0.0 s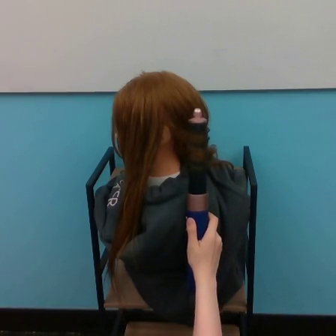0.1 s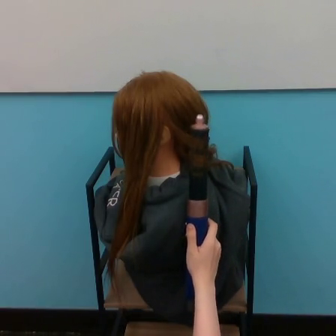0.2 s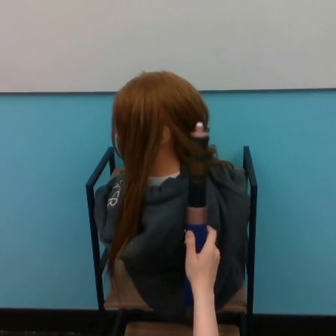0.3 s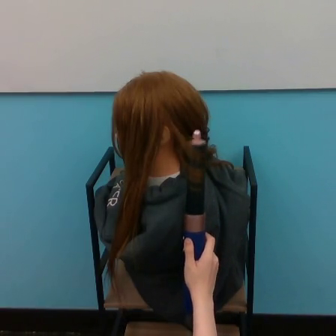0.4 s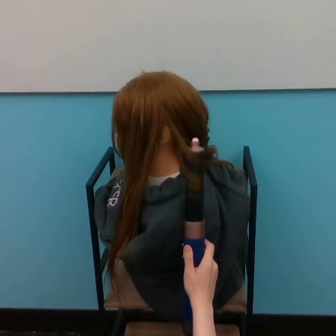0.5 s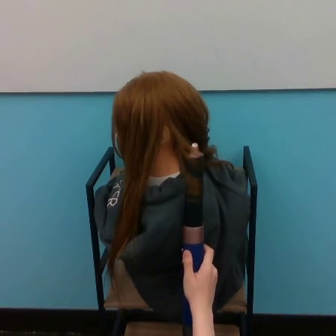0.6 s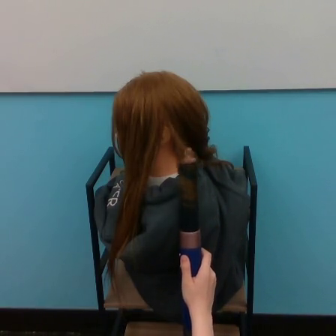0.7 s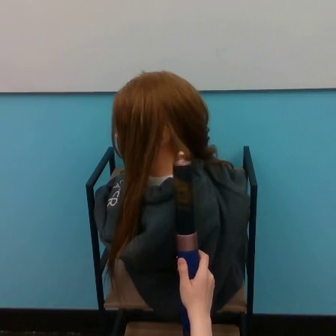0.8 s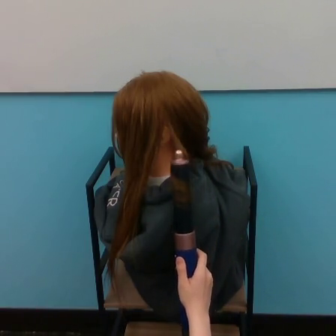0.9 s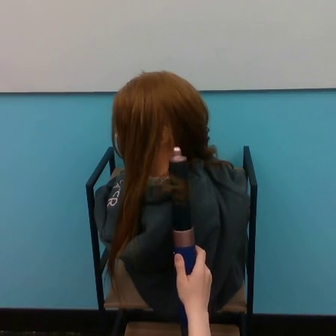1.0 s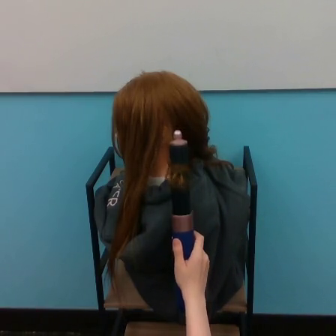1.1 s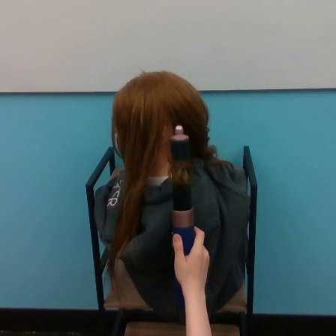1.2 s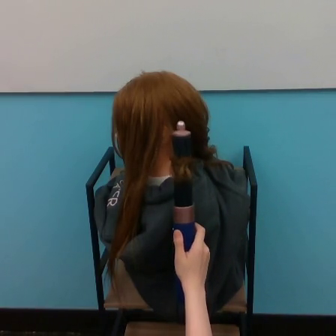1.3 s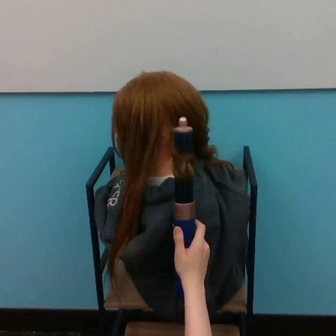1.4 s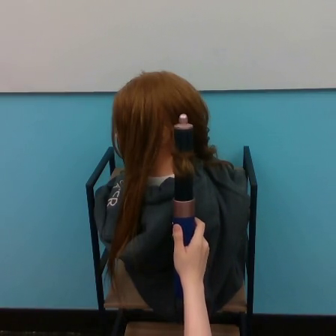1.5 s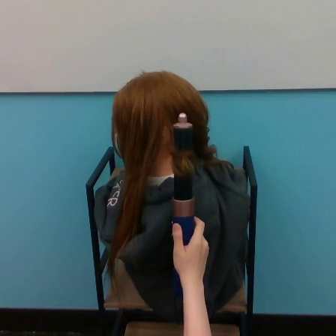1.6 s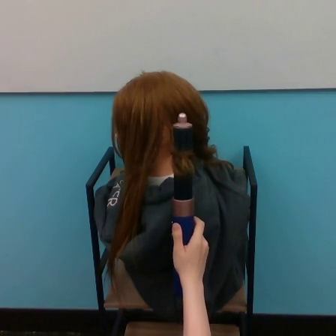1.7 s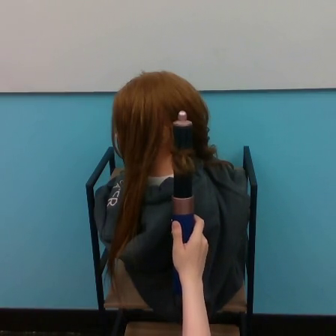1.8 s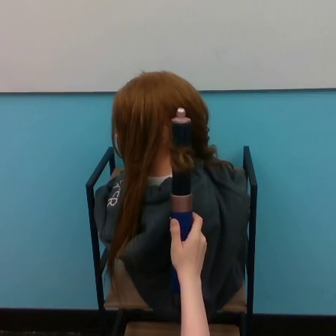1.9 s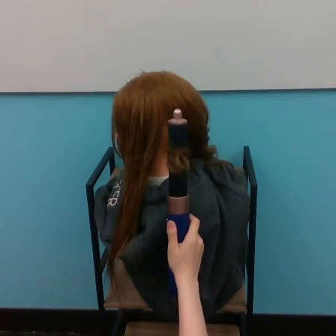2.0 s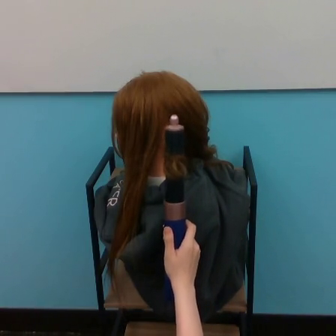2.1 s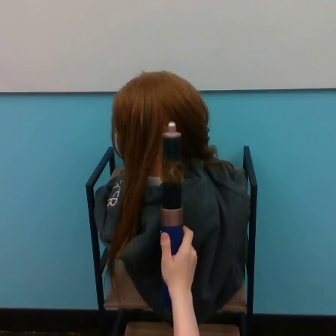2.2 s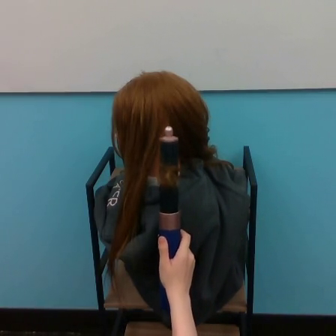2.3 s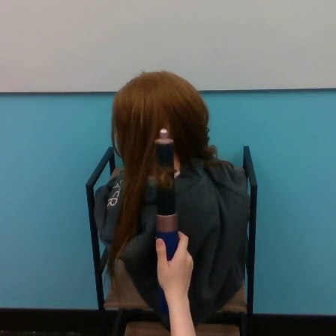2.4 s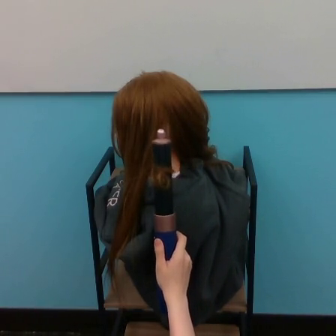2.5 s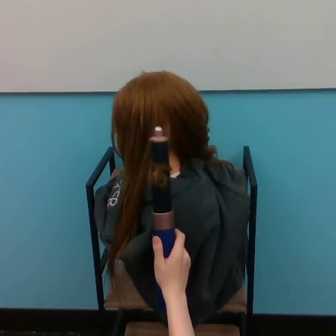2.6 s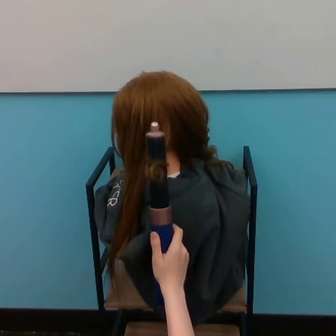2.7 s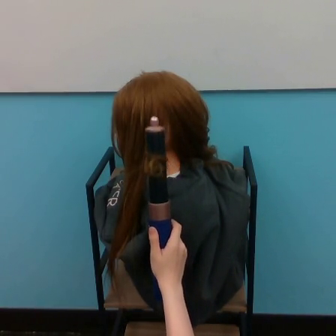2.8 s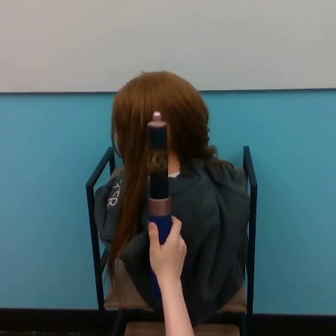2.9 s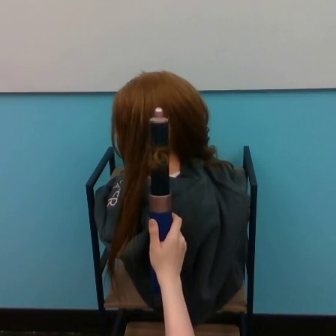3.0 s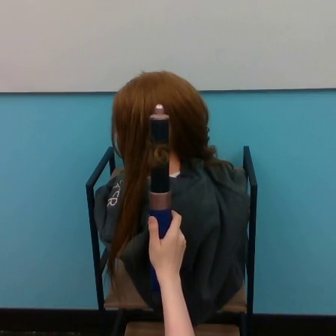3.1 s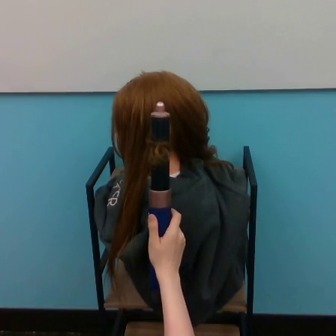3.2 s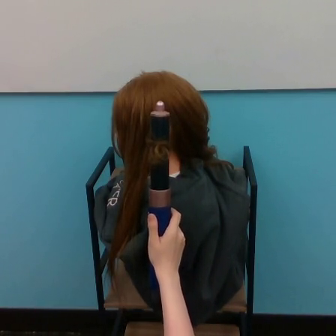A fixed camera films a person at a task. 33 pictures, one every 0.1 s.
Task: curl hair.
0.0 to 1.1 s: The hand goes downward, then upward.
1.1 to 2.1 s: The hand goes upward, on a counterclockwise arc.
2.1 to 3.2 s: The hand goes upward, on a clockwise arc.
